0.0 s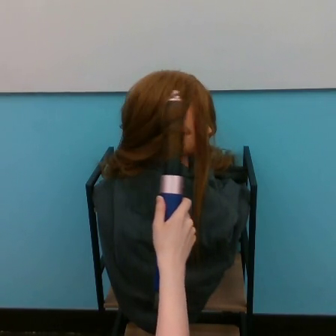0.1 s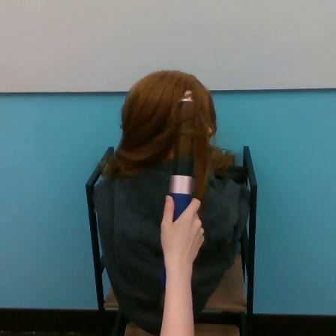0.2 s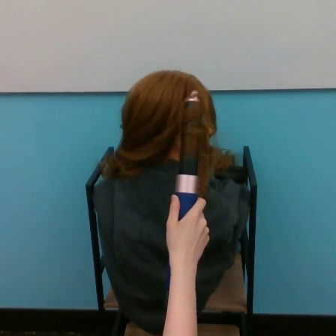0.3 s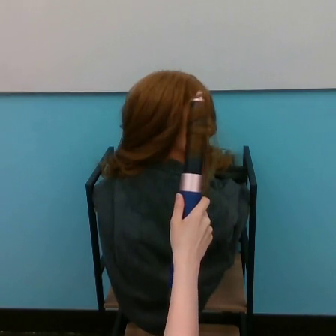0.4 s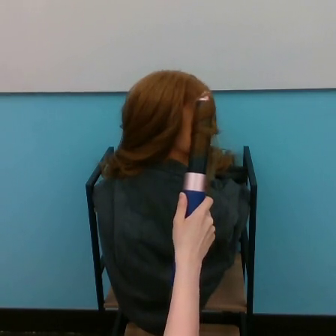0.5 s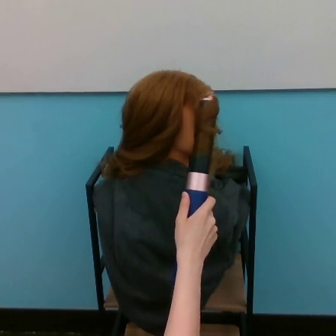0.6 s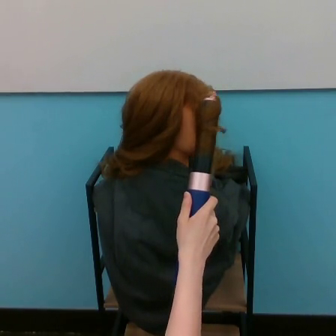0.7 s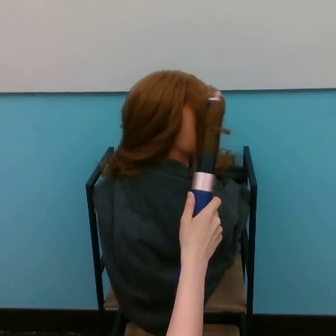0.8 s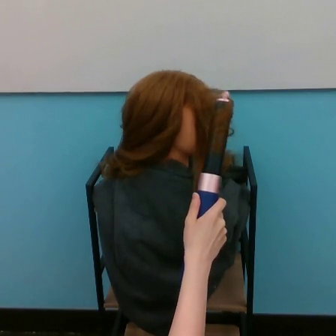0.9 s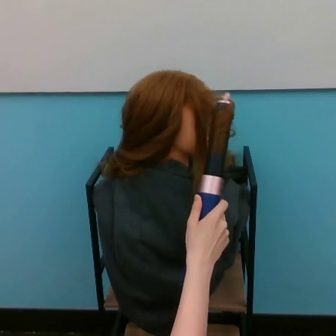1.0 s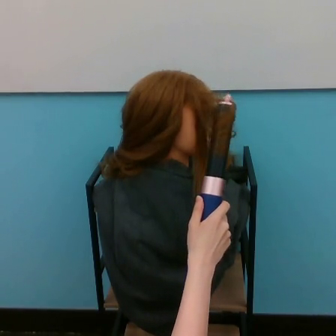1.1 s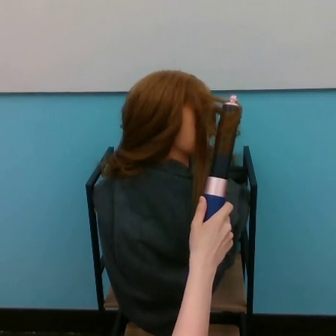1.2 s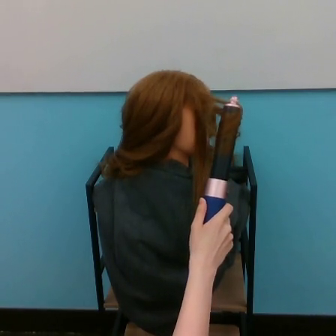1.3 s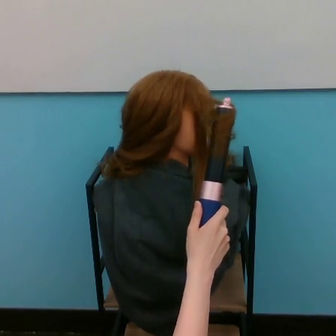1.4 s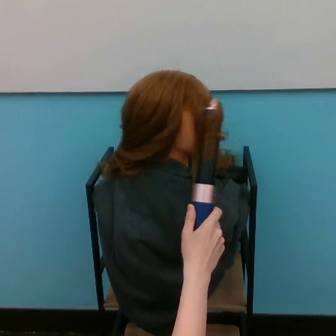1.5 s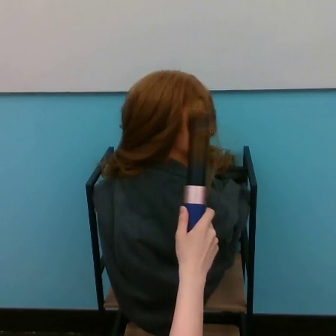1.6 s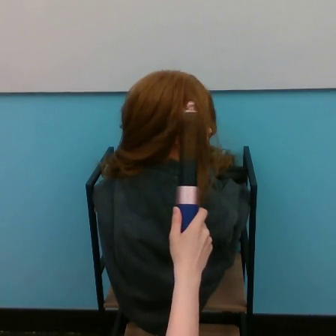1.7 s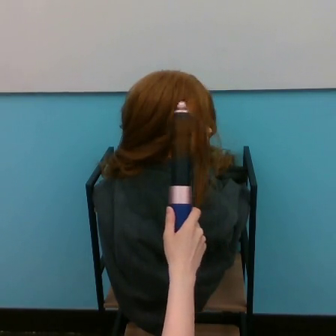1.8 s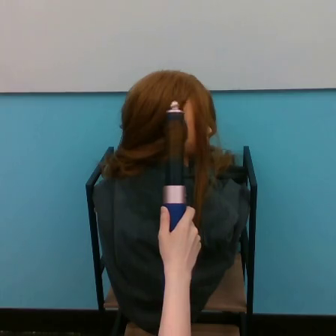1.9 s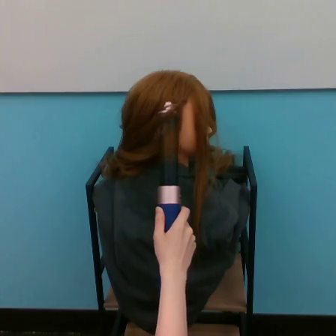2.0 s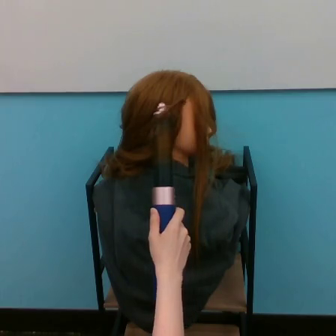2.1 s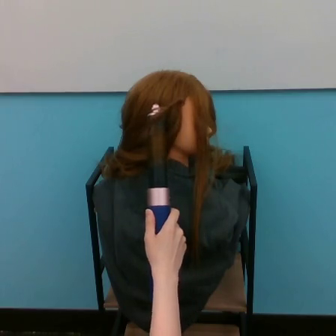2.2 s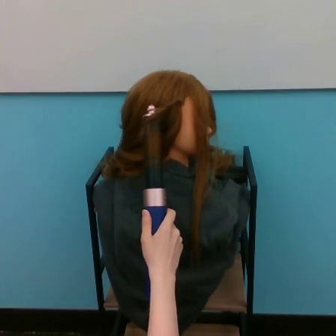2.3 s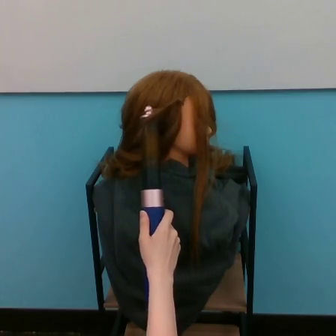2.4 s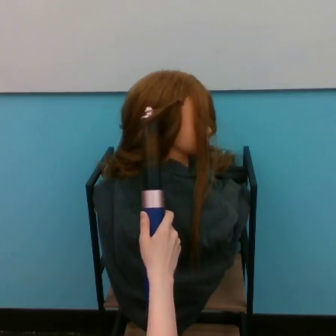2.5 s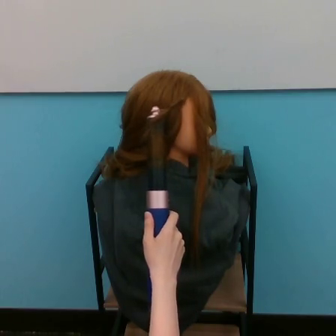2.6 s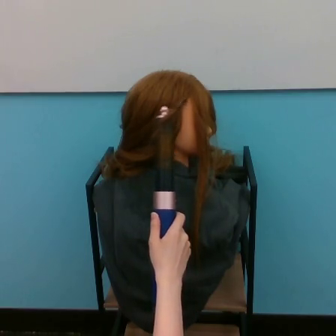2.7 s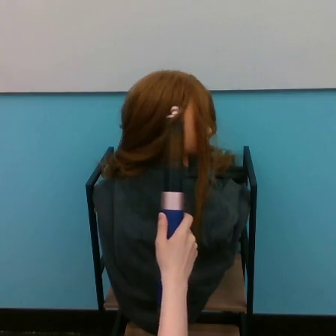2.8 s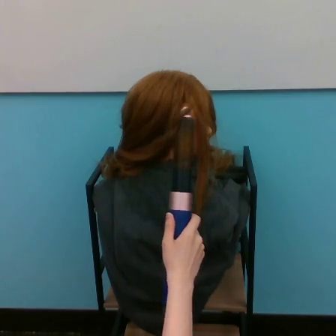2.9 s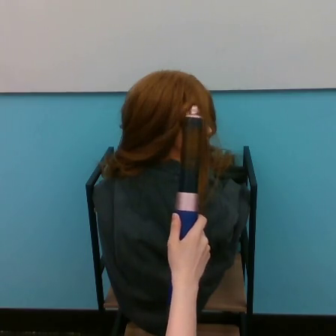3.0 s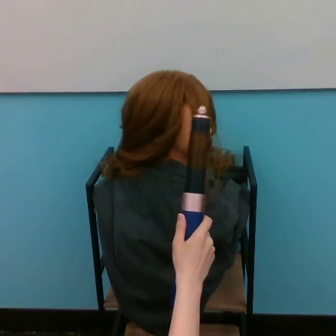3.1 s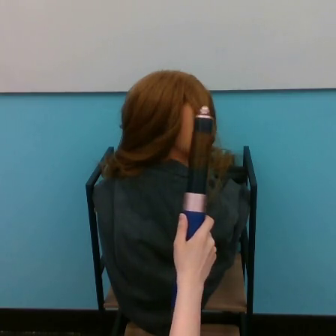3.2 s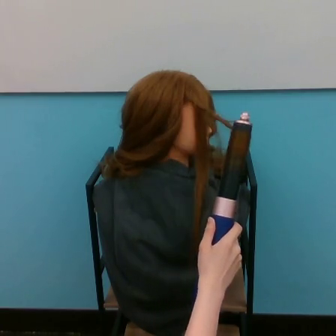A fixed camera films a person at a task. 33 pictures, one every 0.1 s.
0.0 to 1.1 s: The hand goes to the right.
1.1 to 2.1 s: The hand goes to the left.
2.1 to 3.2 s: The hand goes to the right.
Task: curl hair.
